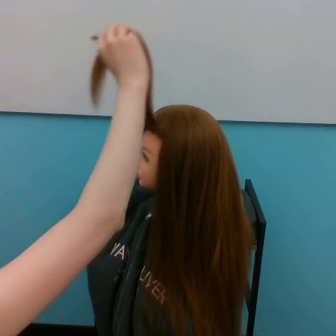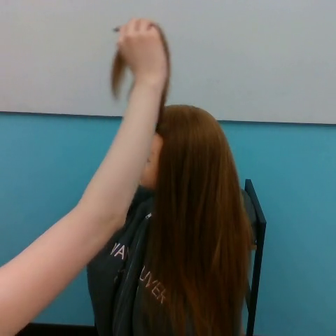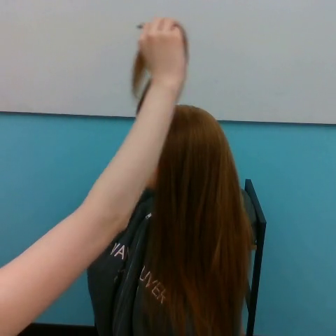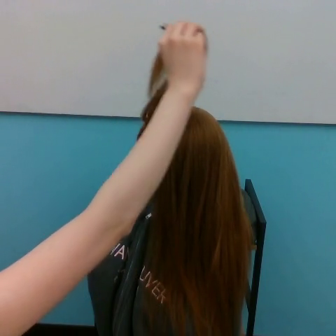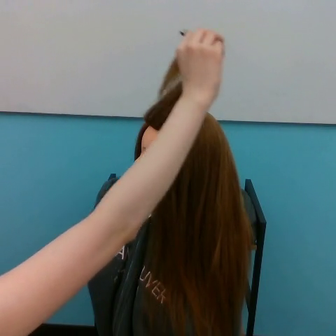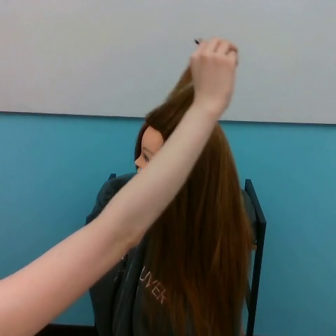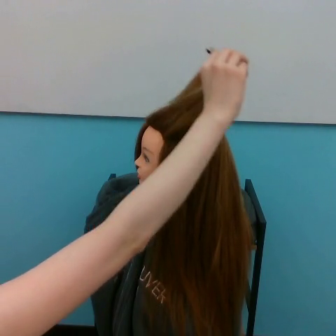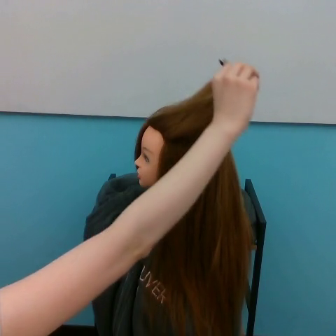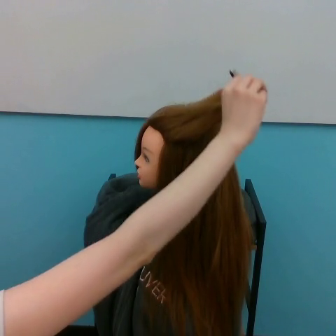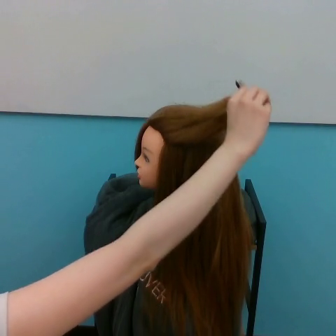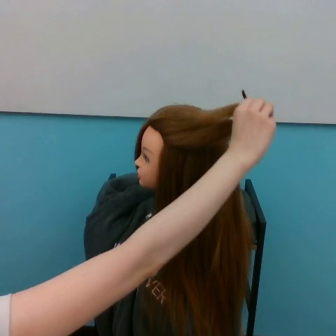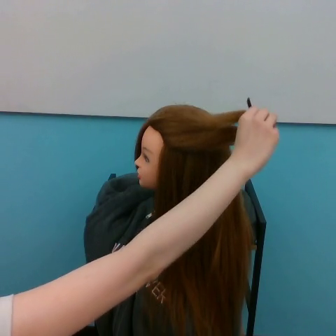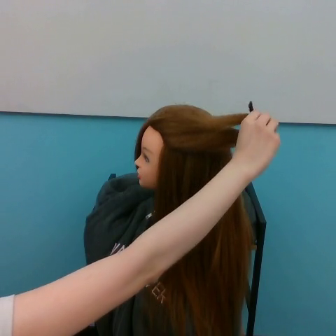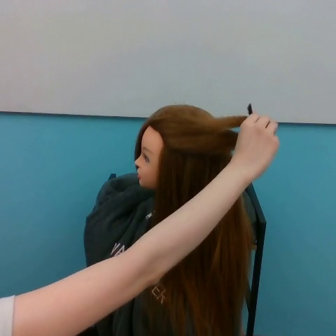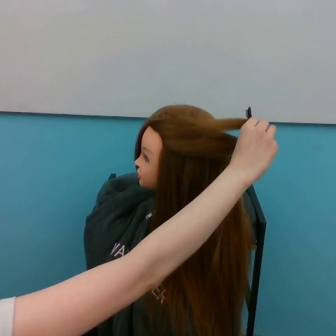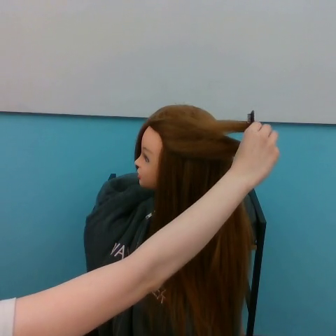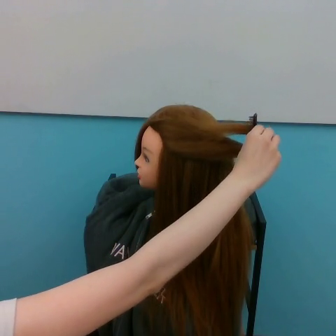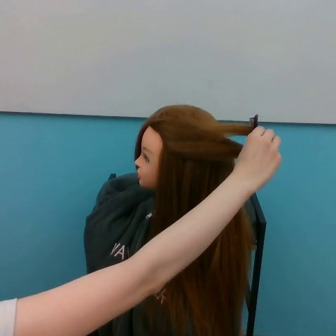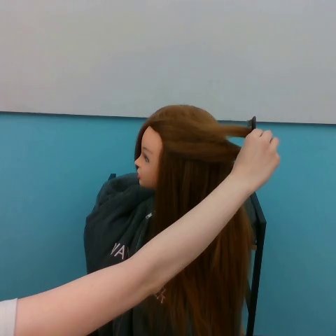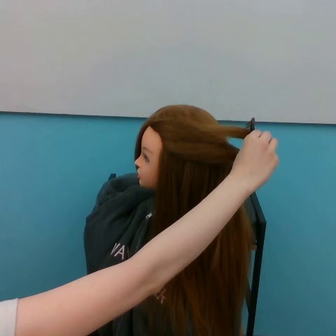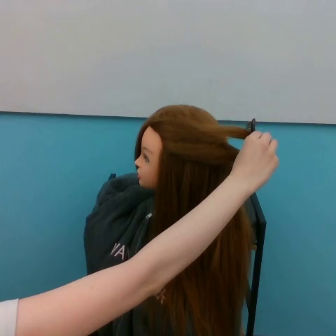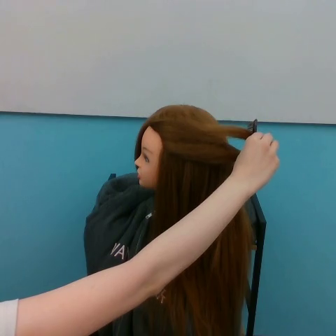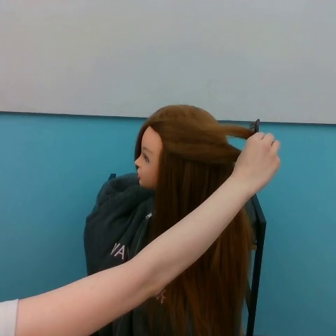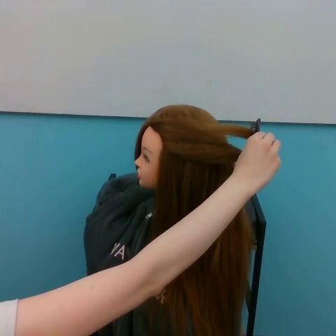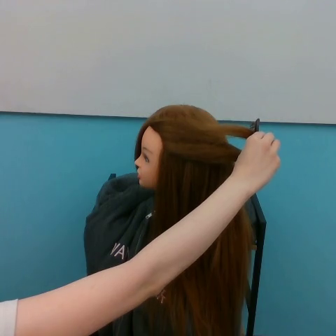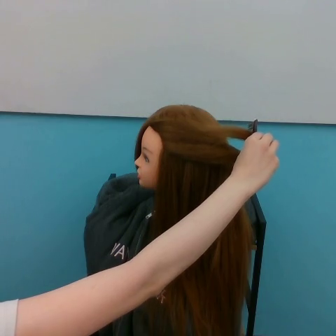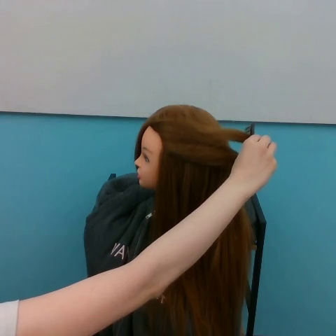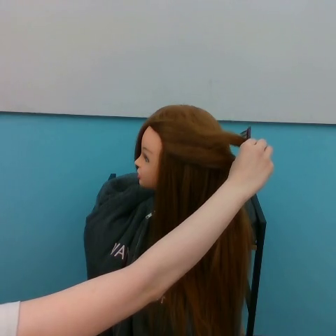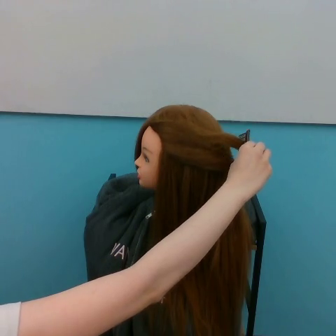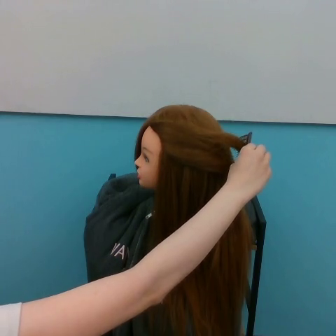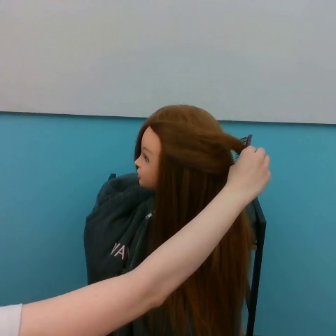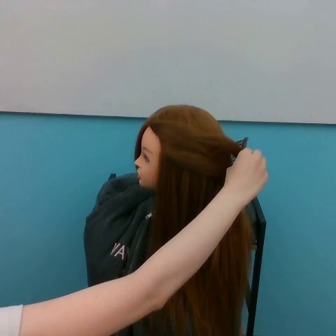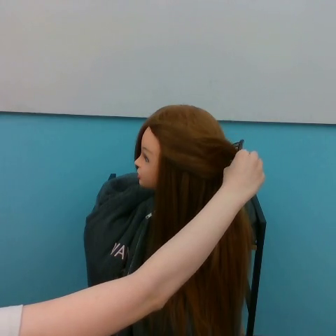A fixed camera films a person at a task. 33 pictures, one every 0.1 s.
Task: tidy side hair.
0.0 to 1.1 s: The hand goes to the right and downward.
1.1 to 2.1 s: The hand goes downward.
2.1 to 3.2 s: The hand goes downward and to the left.
